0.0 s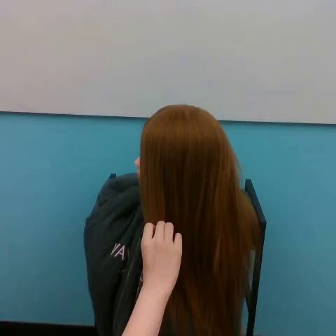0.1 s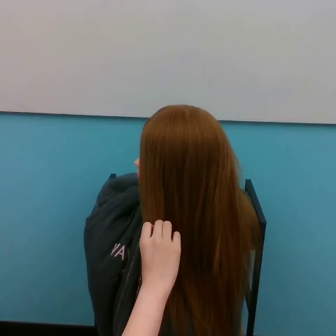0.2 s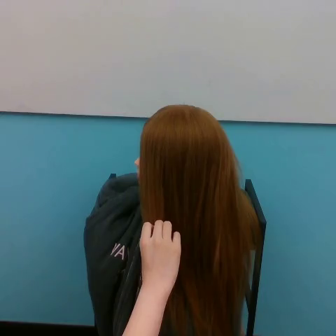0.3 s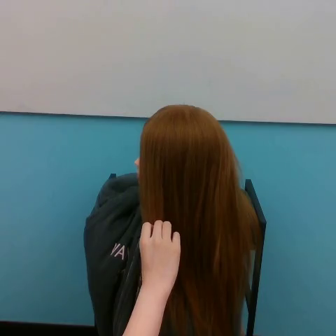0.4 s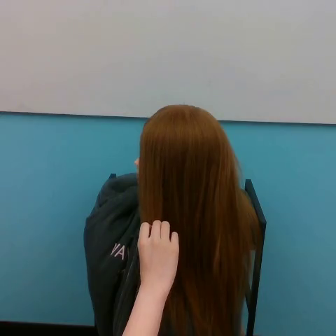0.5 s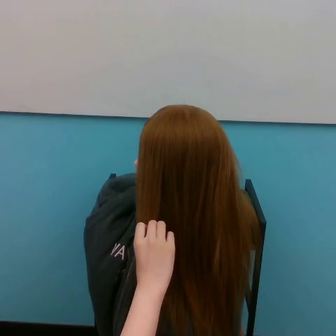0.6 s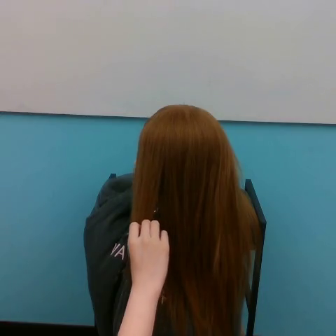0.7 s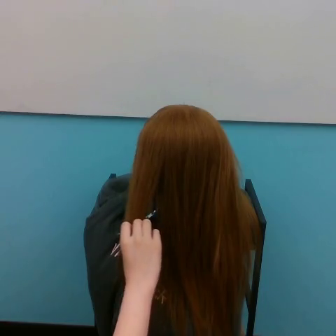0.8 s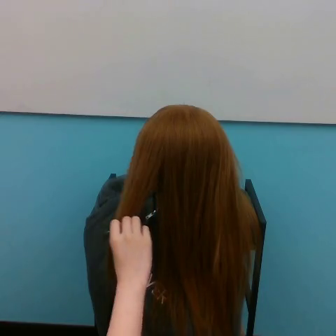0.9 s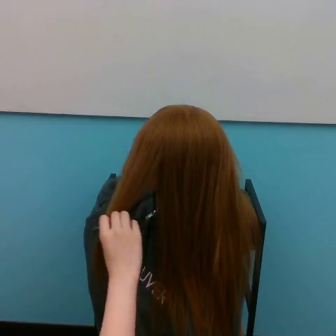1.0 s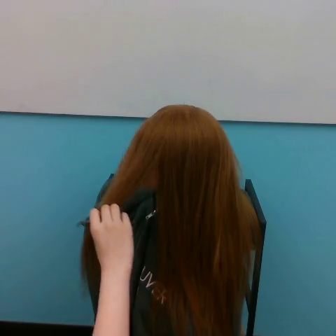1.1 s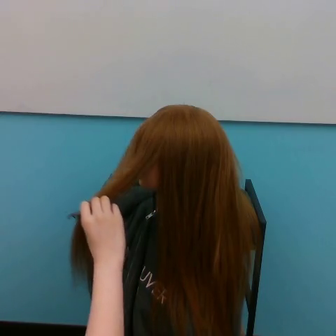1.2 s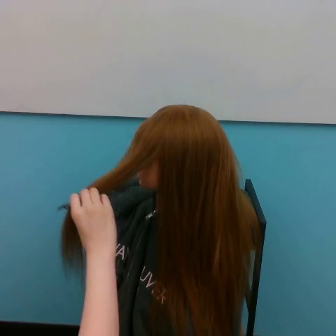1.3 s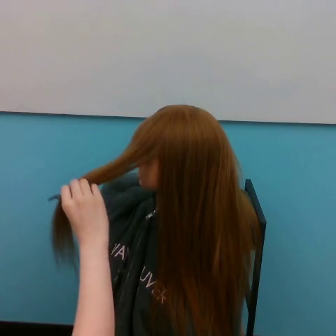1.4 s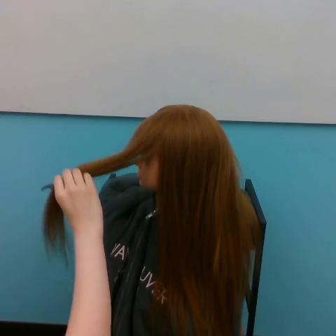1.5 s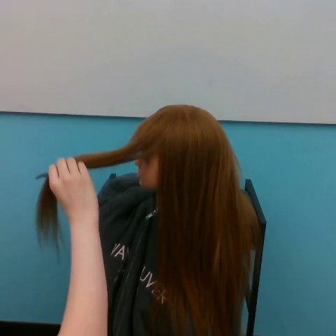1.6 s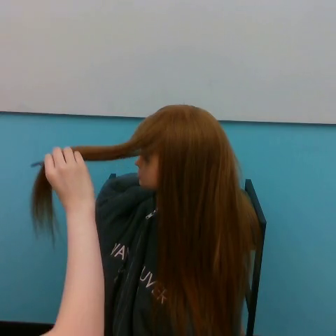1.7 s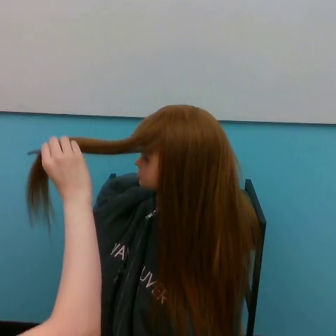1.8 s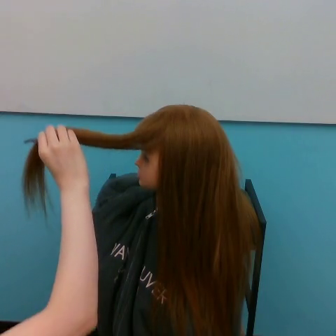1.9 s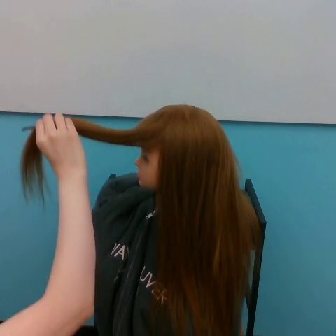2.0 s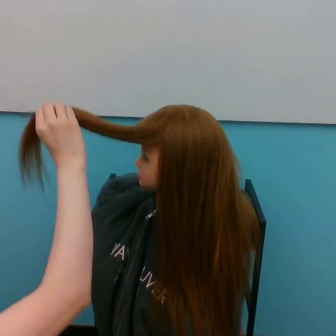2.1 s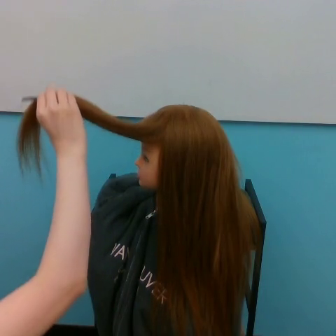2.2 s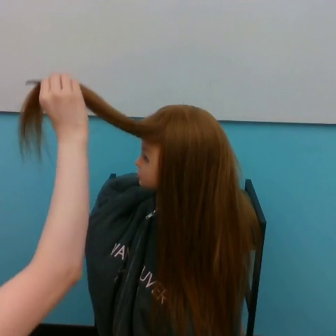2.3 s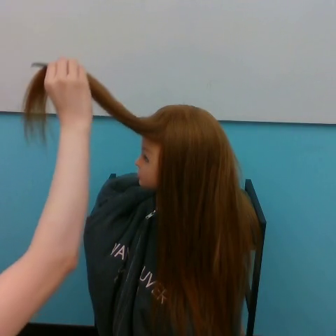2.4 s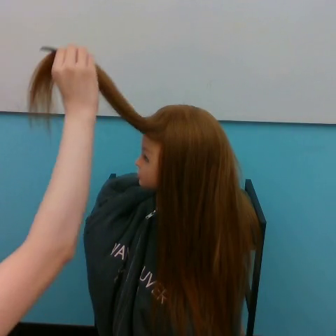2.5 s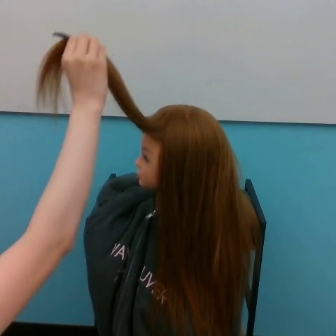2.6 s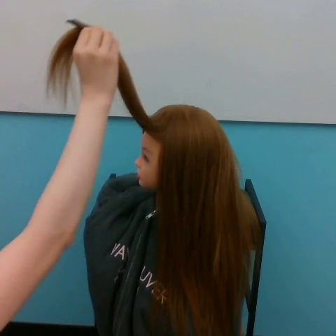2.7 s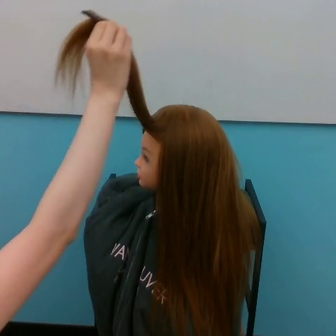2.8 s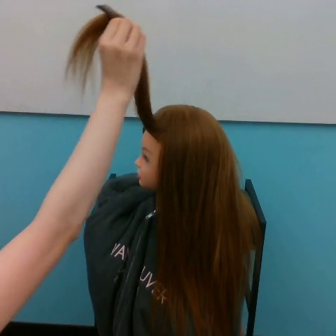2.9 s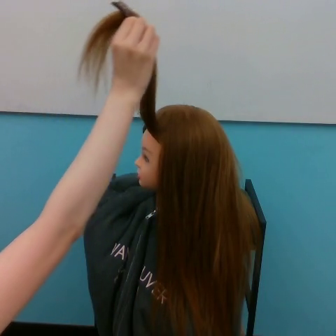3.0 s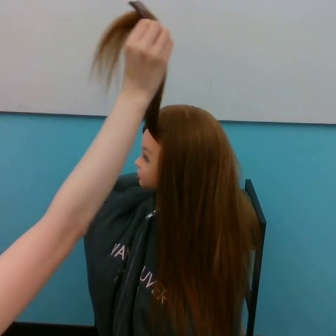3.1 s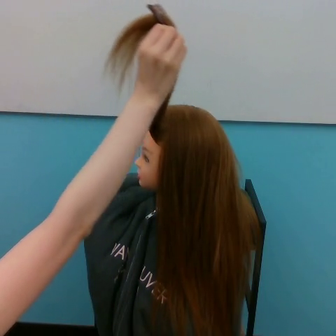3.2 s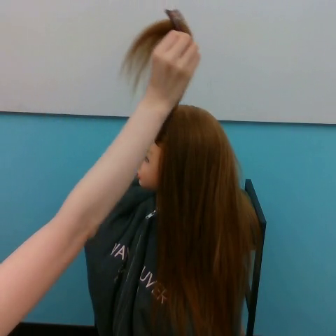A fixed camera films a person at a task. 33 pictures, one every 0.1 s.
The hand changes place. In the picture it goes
upward.
0.0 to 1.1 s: The hand goes to the left.
1.1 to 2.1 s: The hand goes upward.
2.1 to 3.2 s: The hand goes to the right and upward, on a clockwise arc.
Task: tidy side hair.
